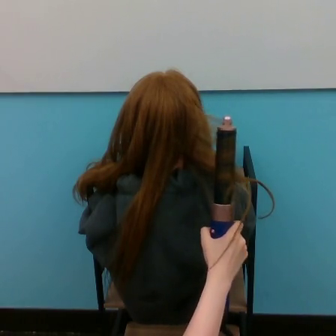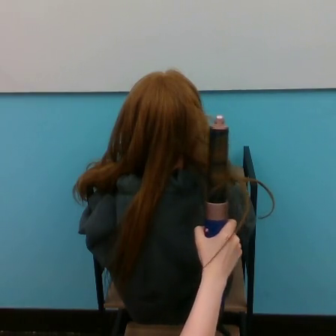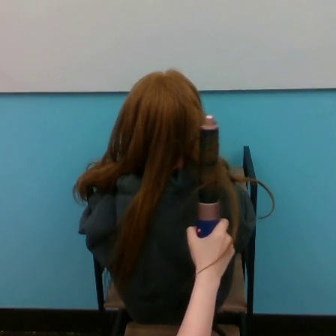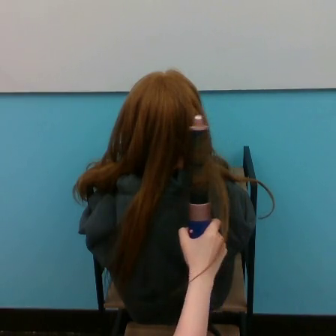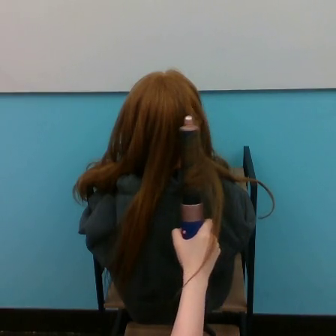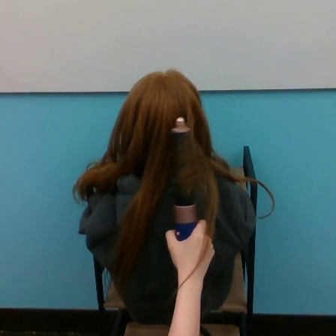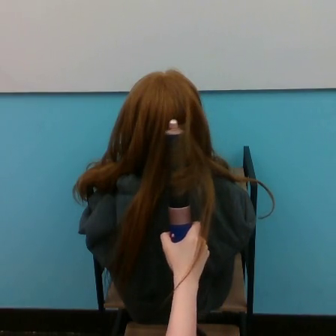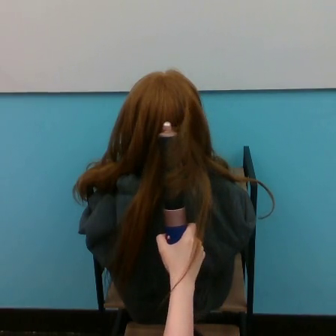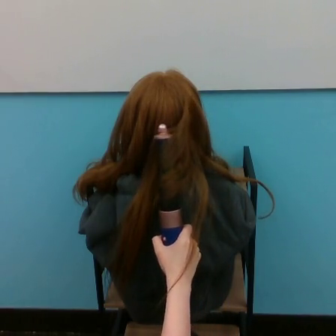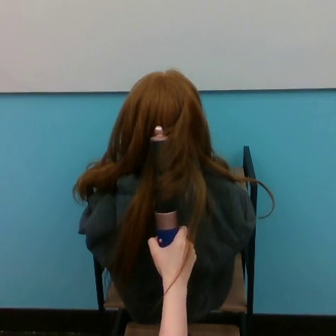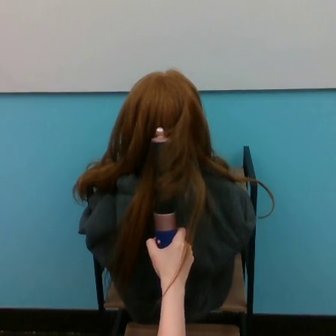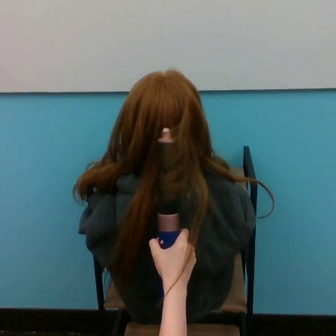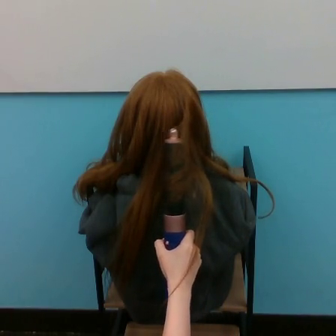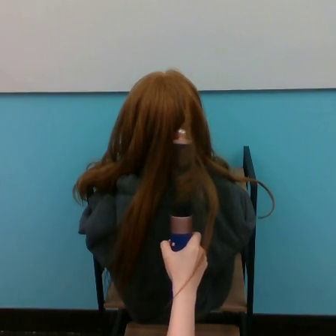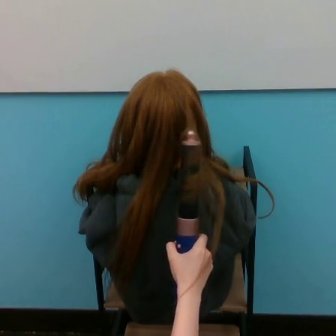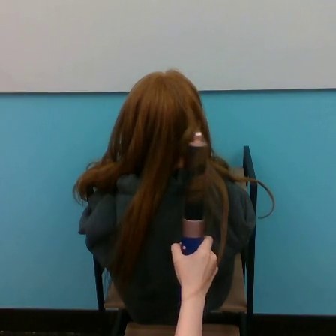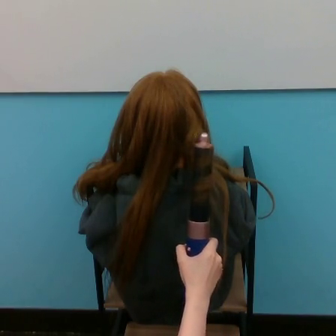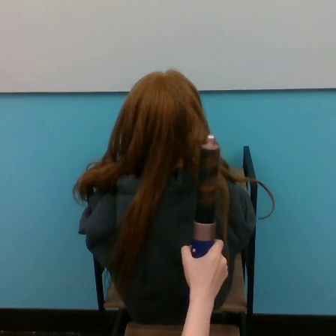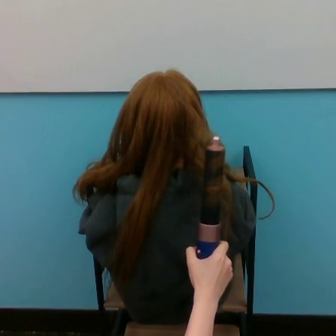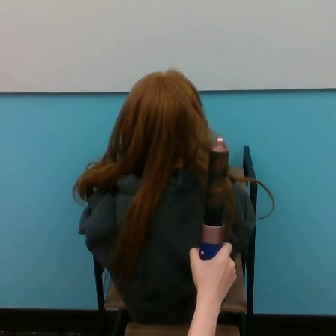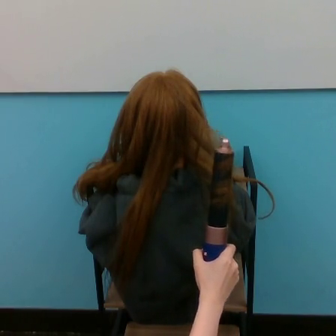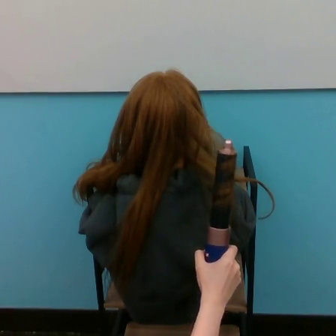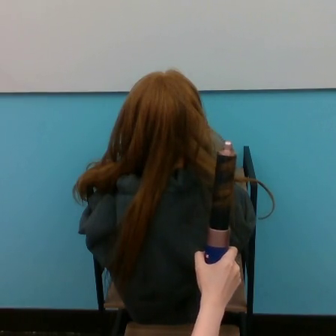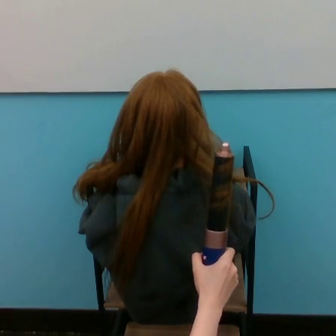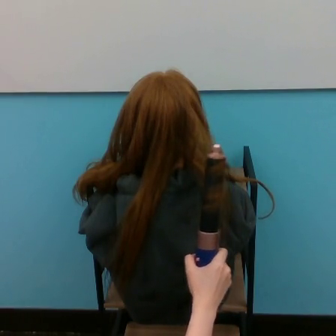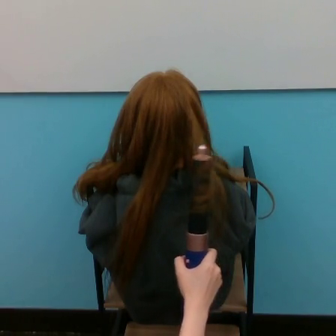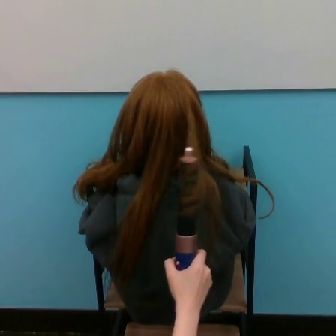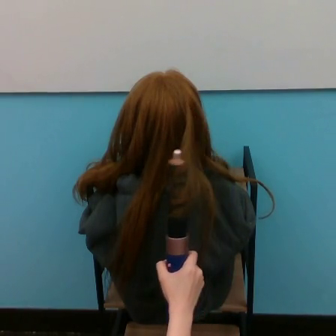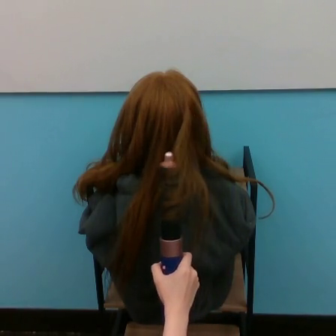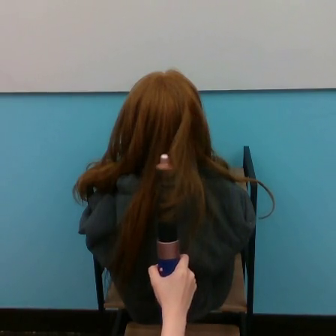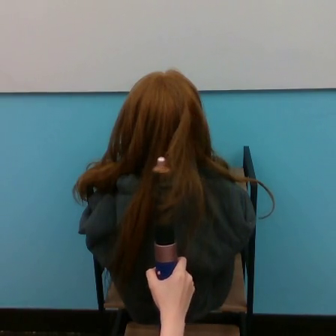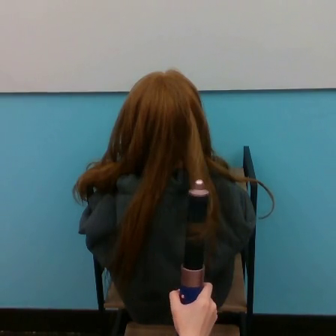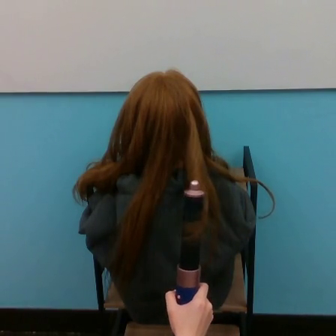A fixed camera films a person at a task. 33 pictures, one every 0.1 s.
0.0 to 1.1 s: The hand goes to the left.
1.1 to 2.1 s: The hand goes to the right.
2.1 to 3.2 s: The hand goes to the left.
Task: curl hair.
